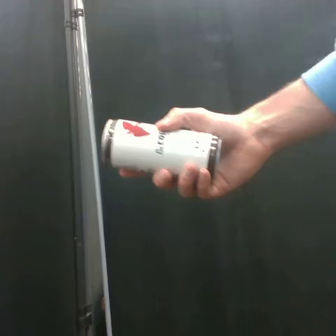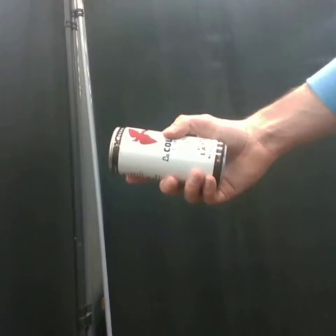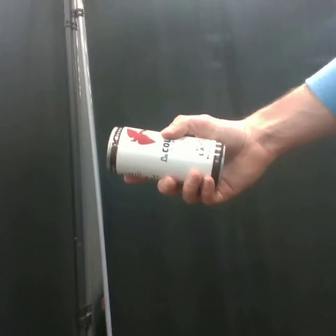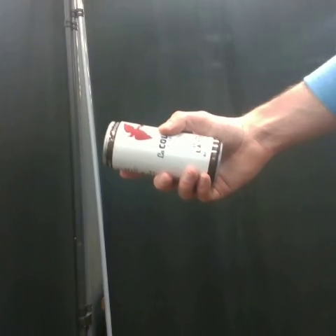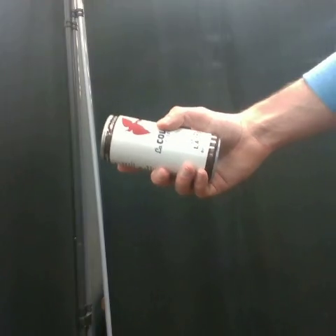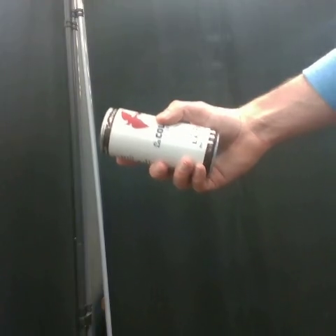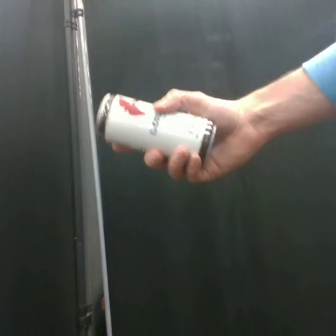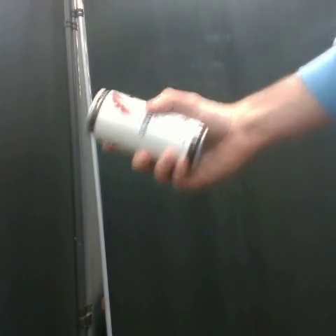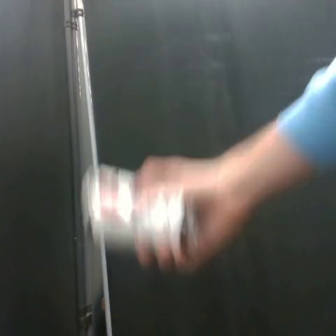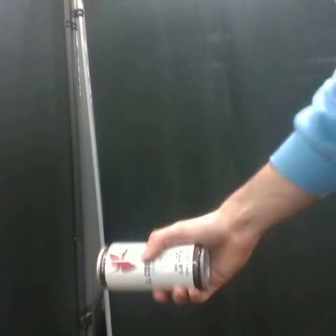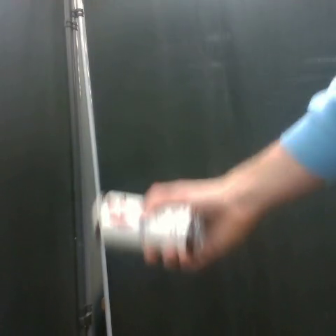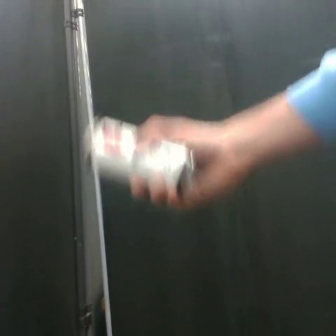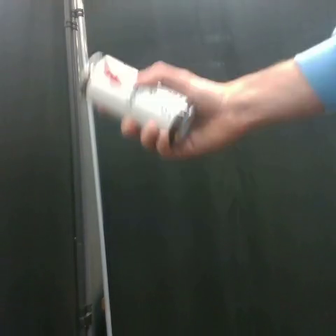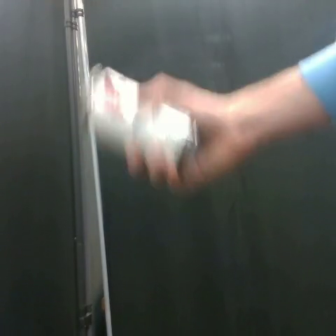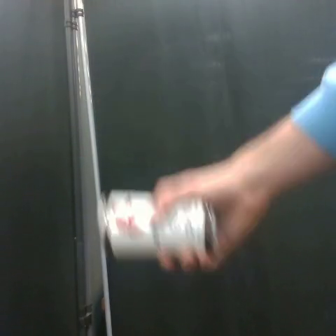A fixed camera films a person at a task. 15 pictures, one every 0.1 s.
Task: shake the coffee can.
Motion: move up and down twice.
0.0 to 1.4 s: The hand goes downward, then upward.
